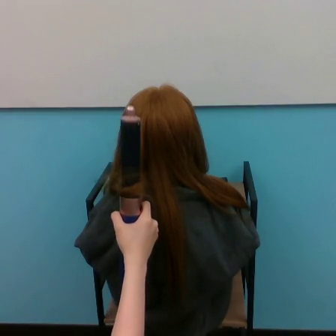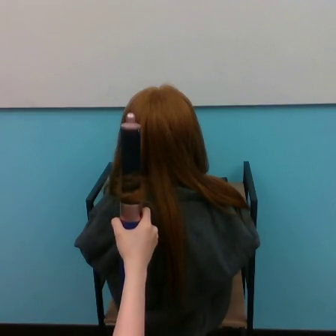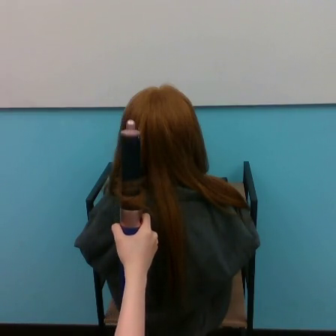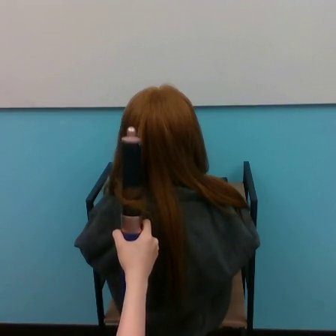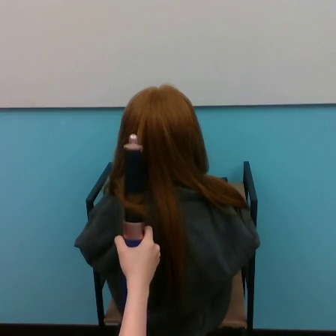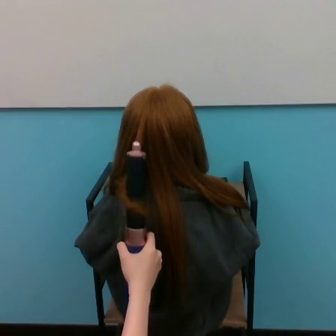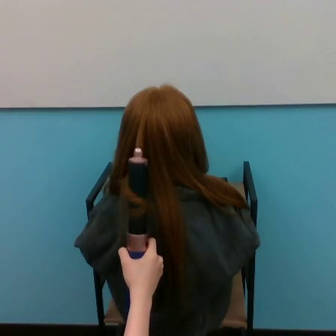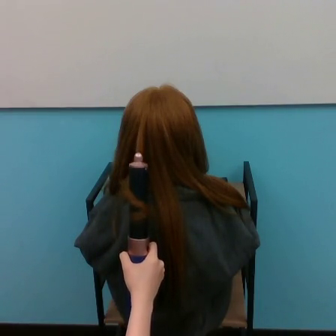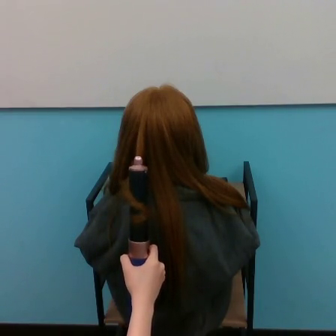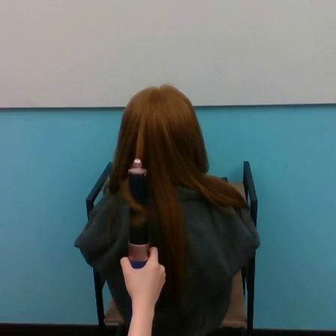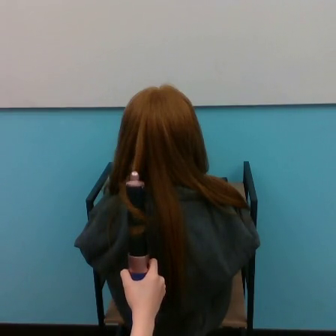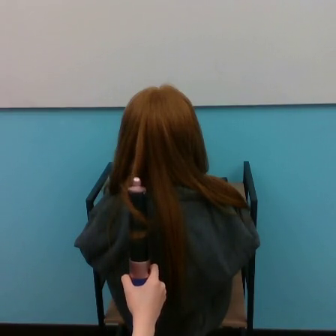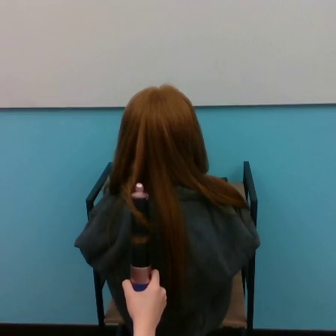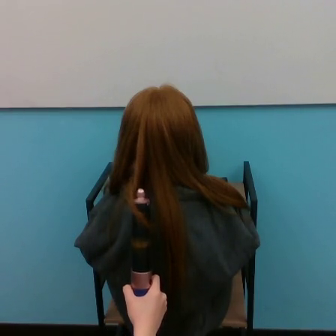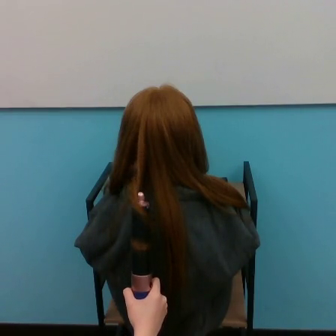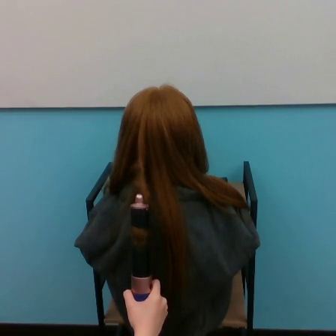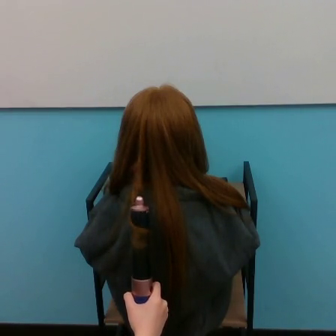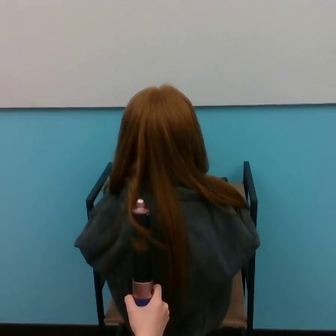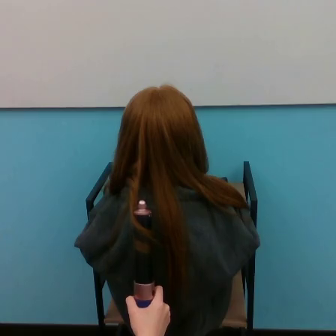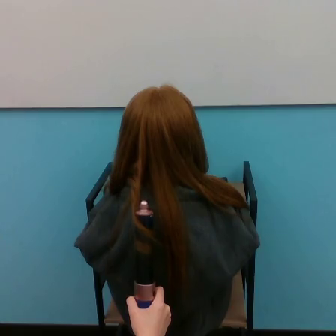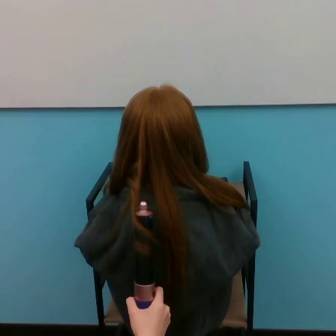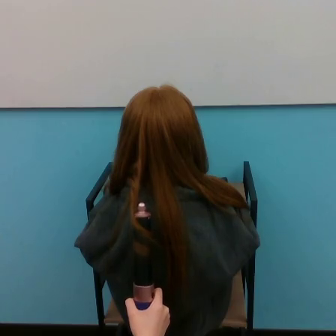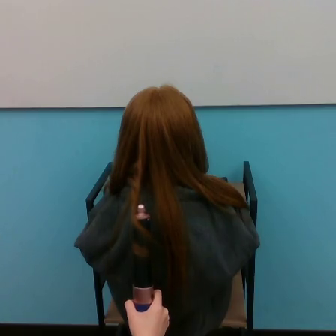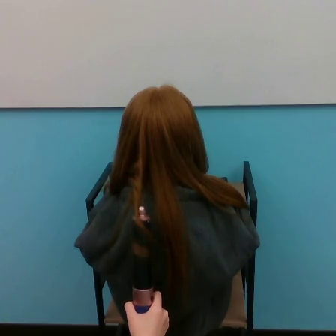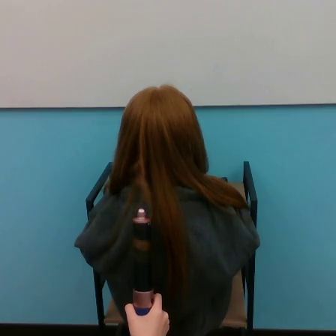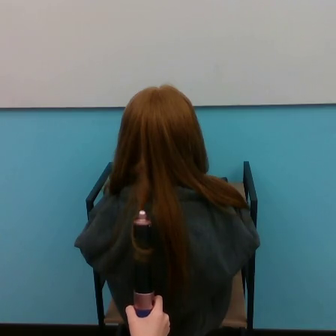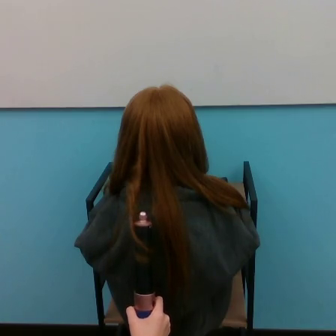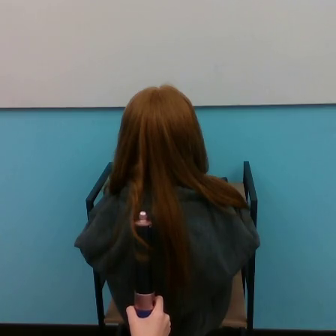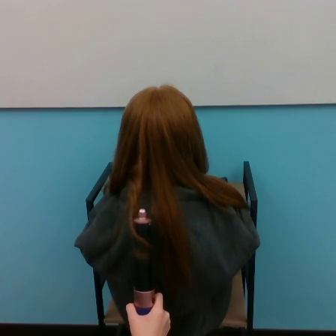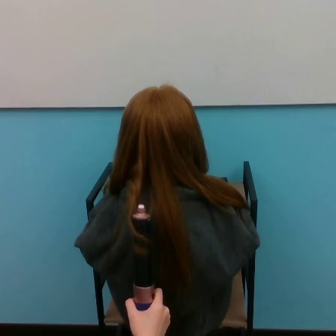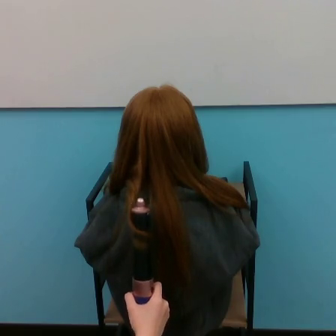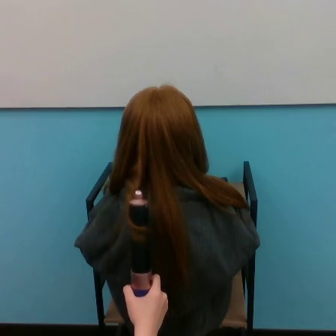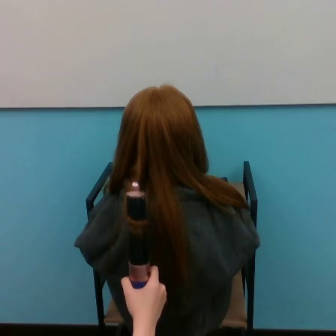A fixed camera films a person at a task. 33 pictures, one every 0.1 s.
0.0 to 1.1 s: The hand goes downward.
1.1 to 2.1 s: The hand goes downward.
2.1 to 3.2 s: The hand goes upward.
Task: curl hair.
